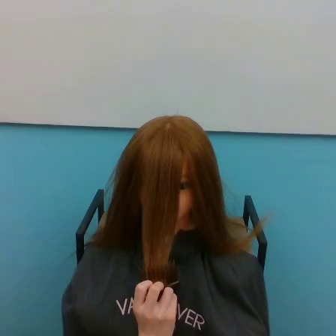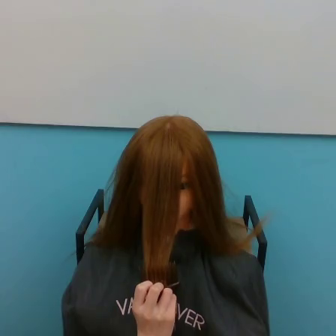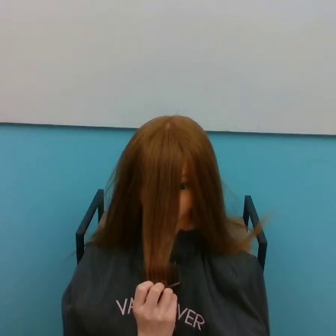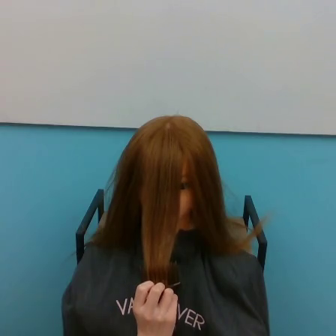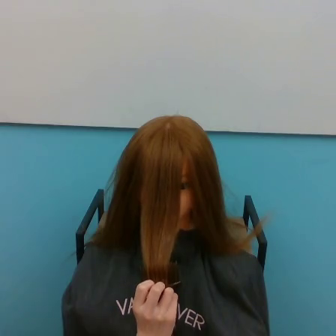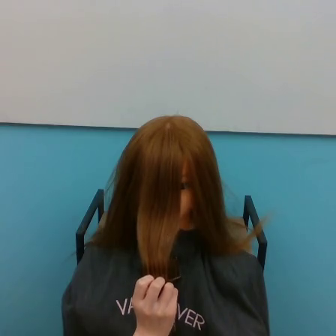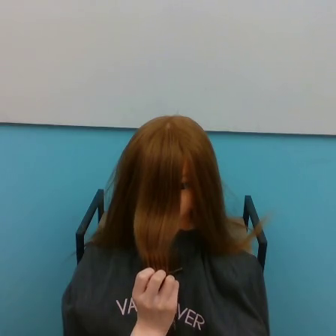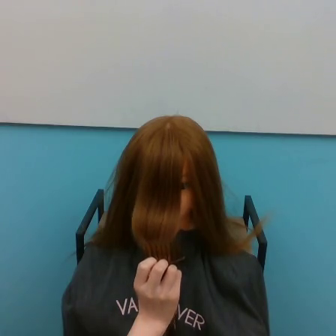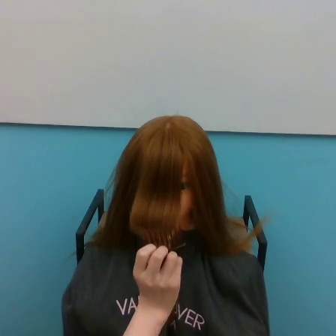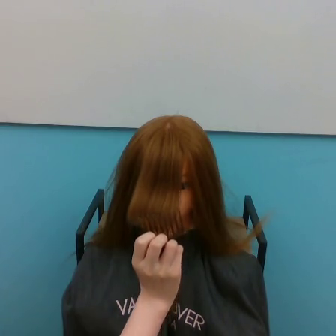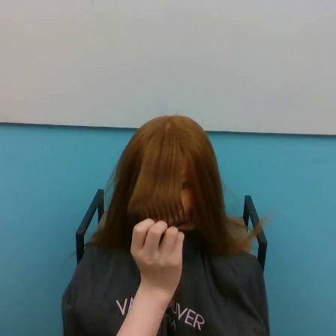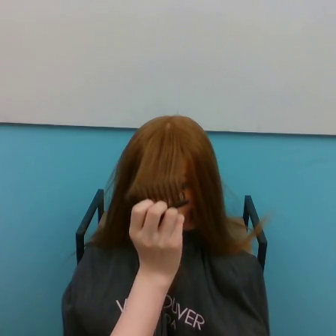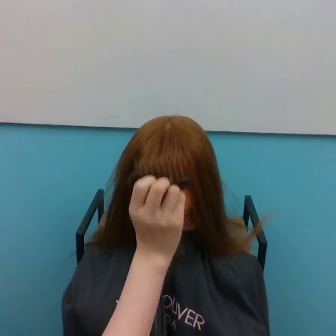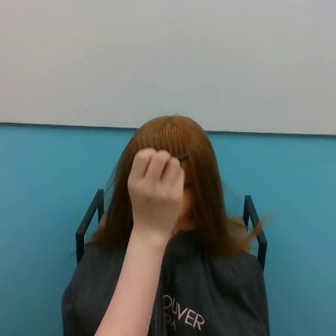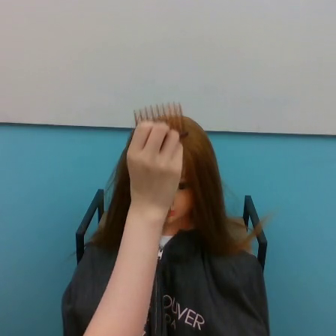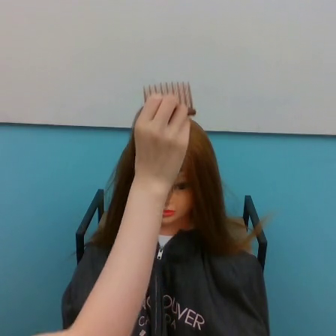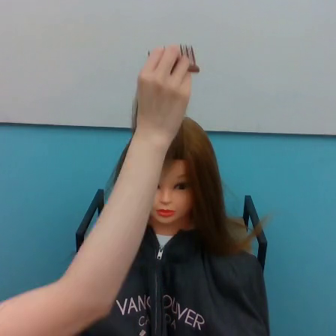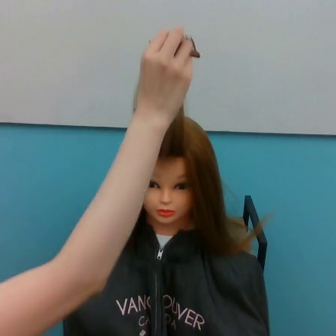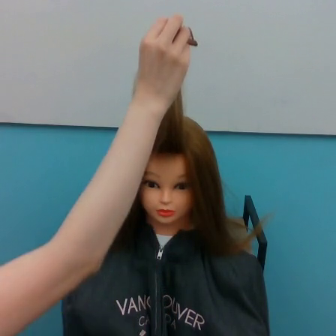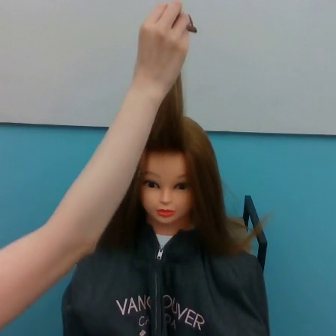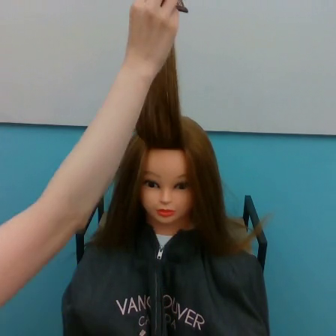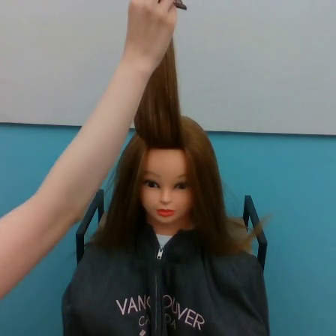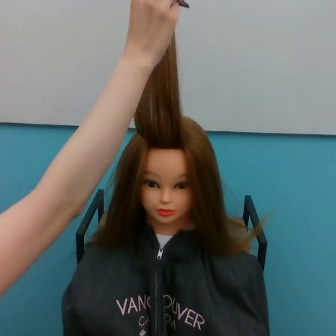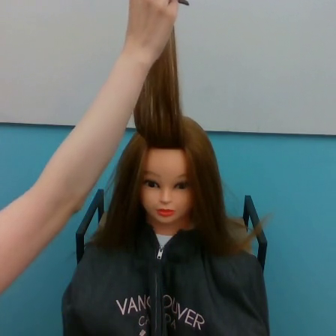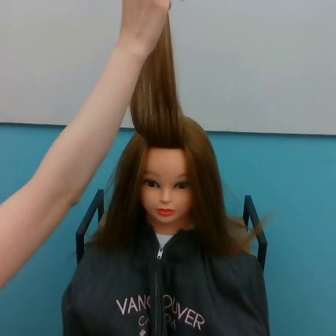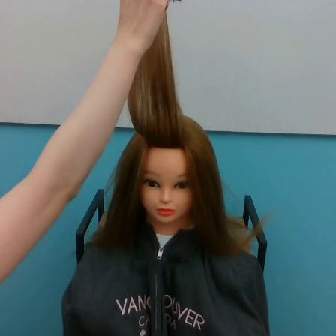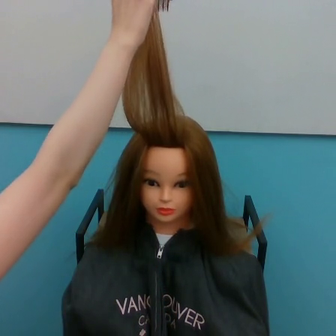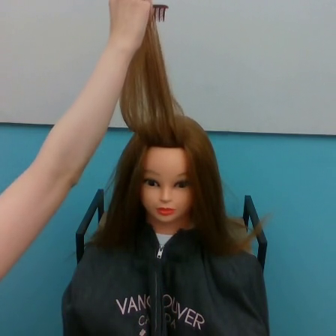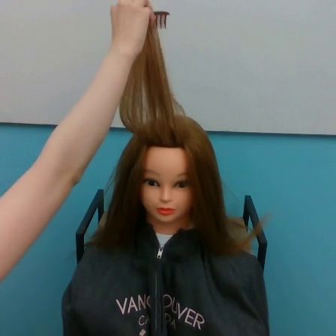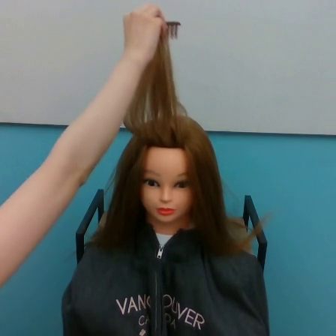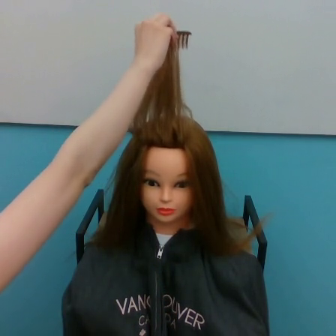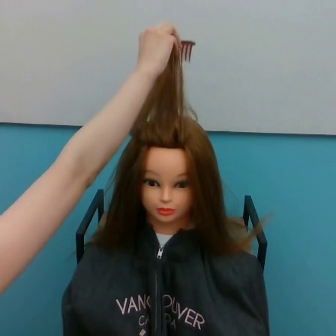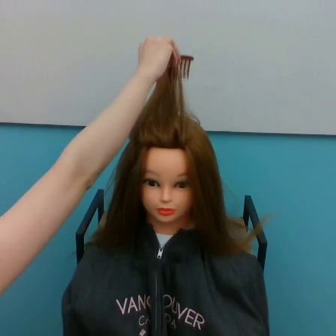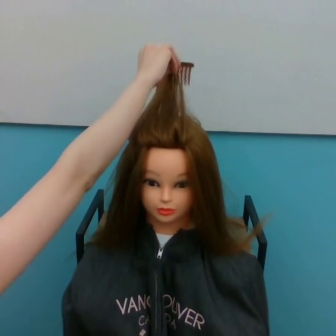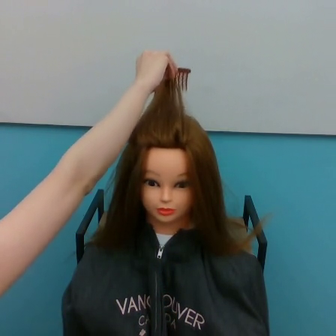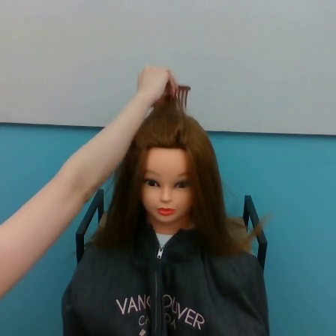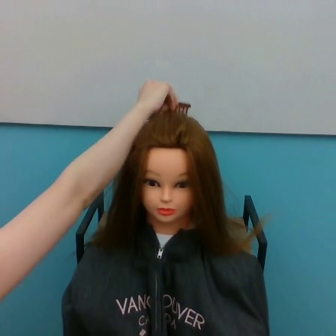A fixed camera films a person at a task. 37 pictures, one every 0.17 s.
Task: tidy front hair.
Motion: move upward and move downward.
0.00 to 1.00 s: The hand moves only a little.
1.00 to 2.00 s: The hand goes upward.
2.00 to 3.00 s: The hand goes upward.
3.00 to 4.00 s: The hand goes upward.
4.00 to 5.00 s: The hand goes downward, on a counterclockwise arc.
5.00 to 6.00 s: The hand goes downward.
